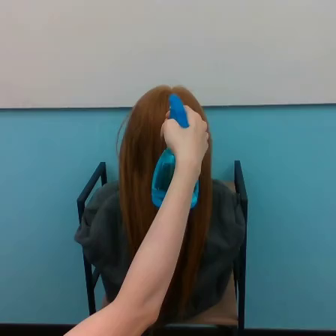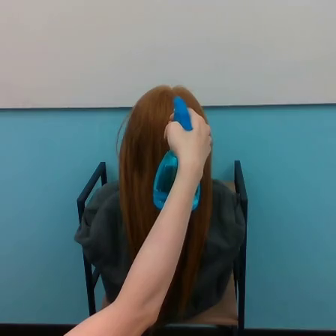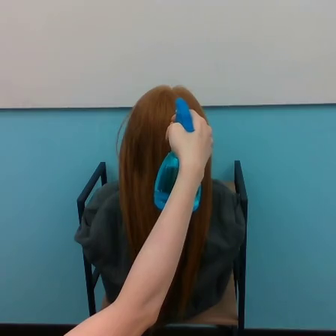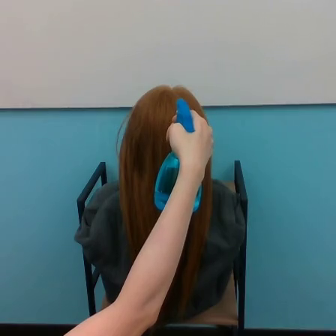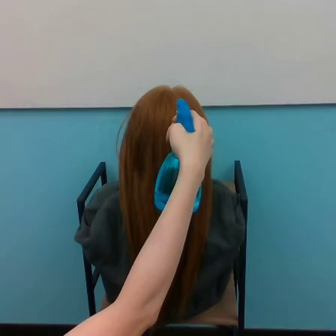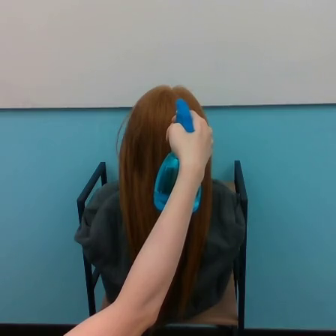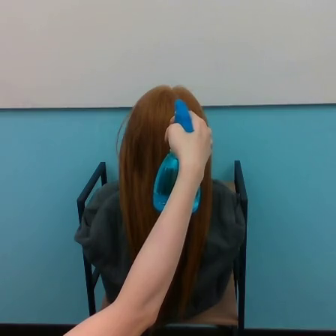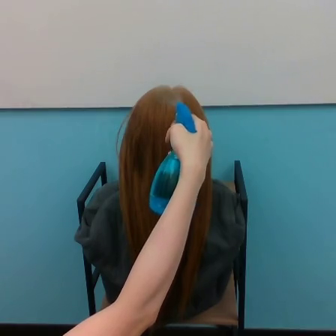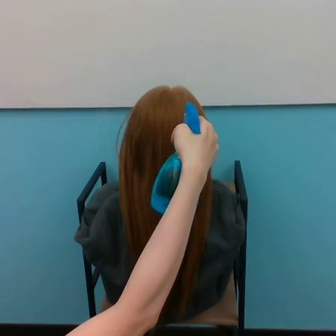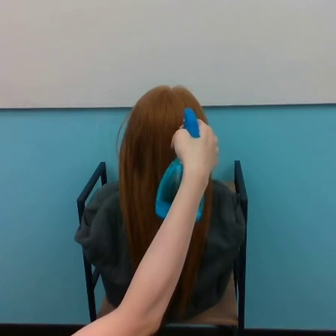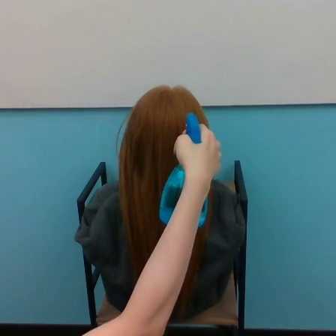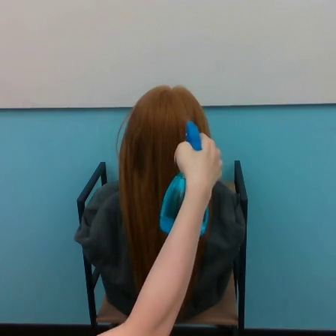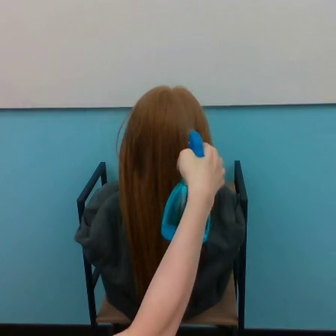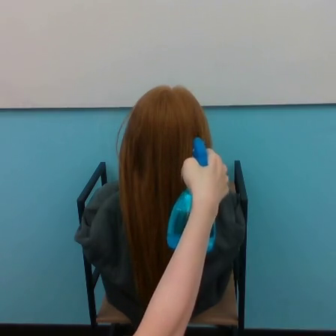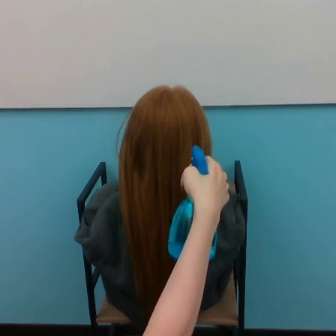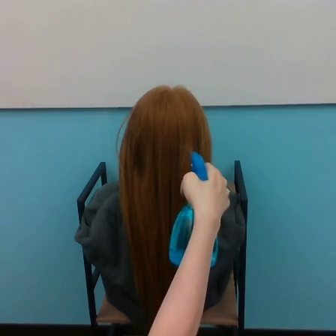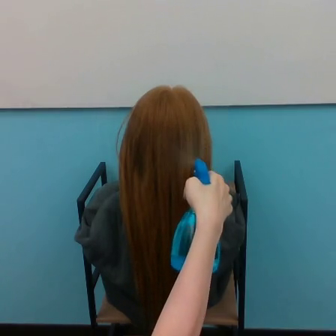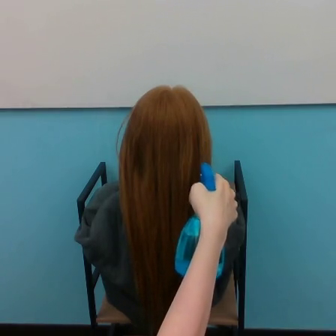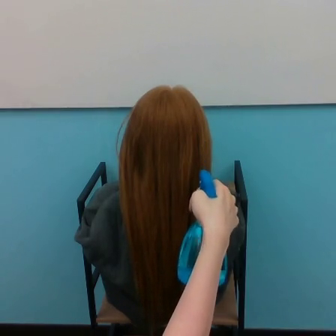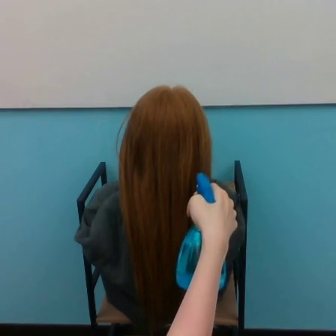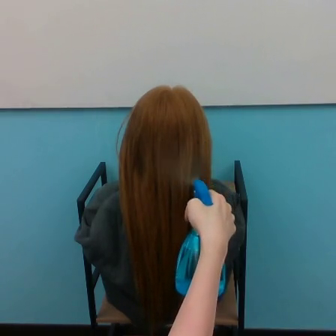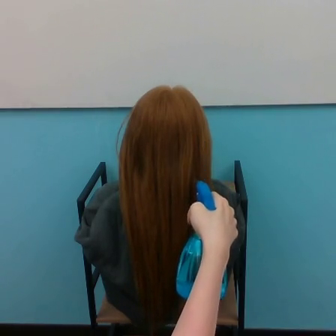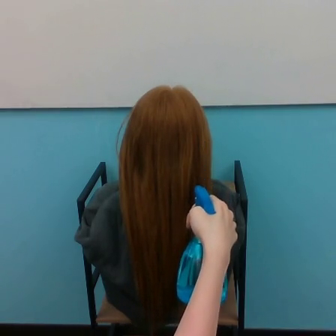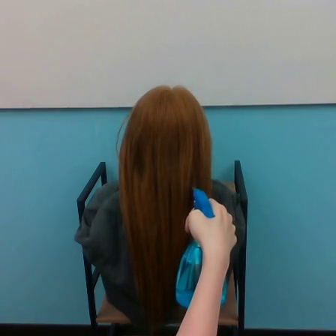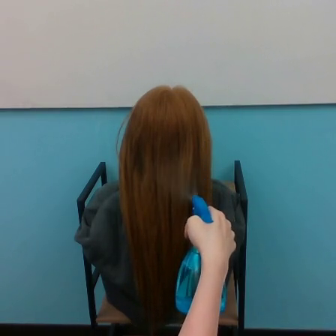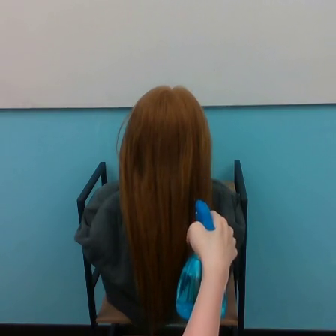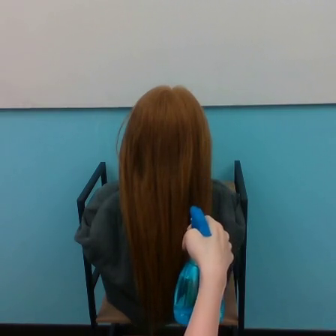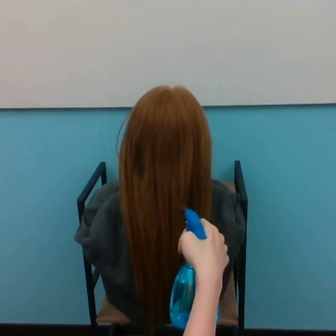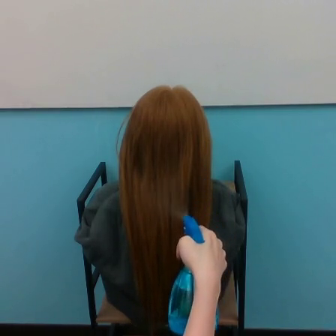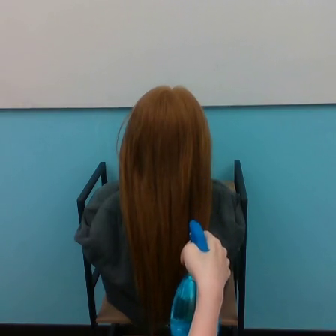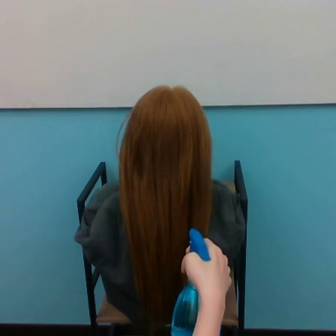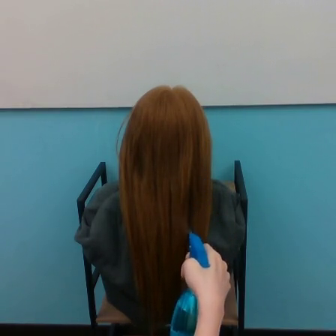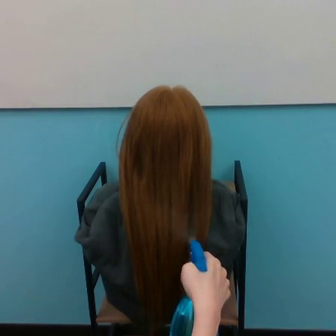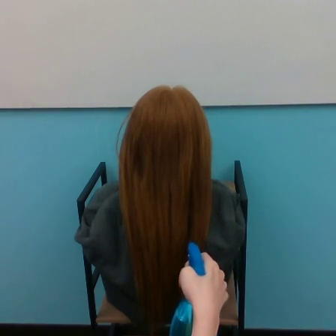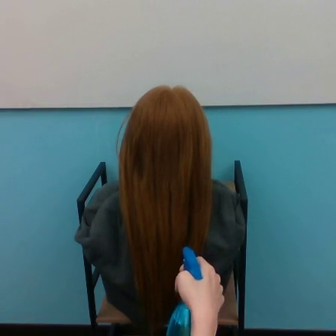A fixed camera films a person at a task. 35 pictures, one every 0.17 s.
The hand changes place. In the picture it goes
downward.
0.00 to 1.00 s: The hand moves only a little.
1.00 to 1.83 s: The hand goes downward.
1.83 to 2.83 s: The hand goes downward.
2.83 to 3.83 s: The hand goes downward.
3.83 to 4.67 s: The hand goes downward.
4.67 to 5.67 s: The hand goes downward.
Task: spray water on hair.
Motion: move downward.
